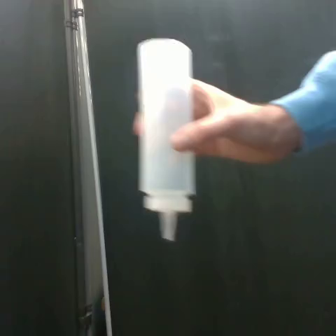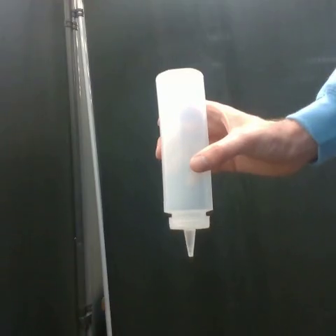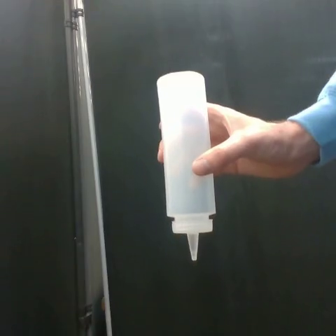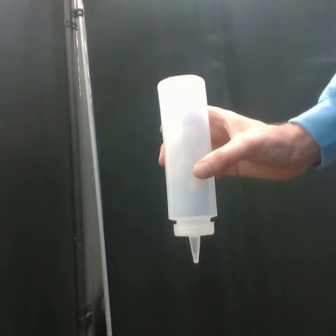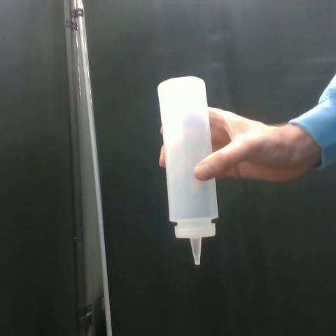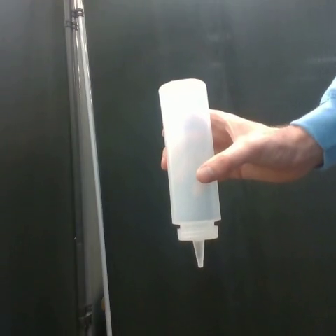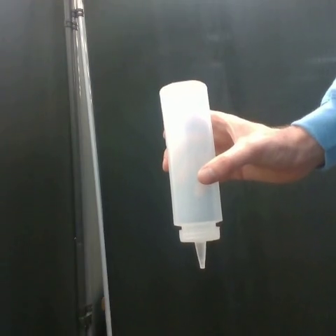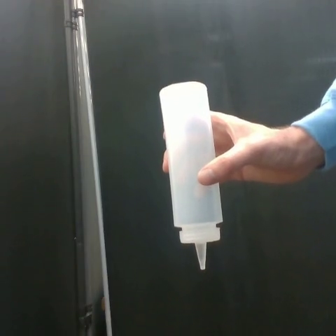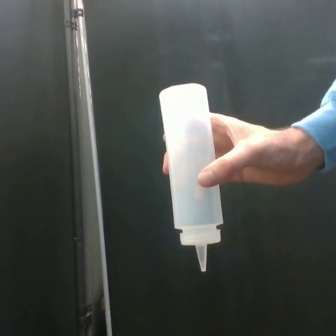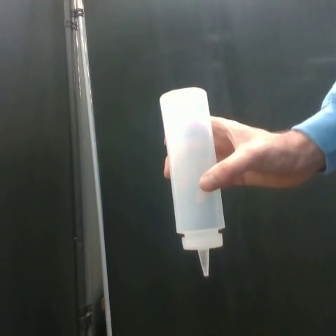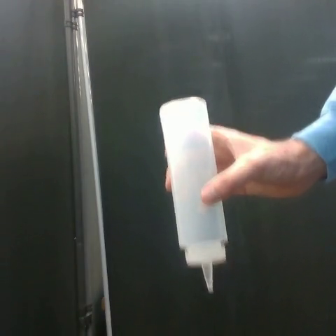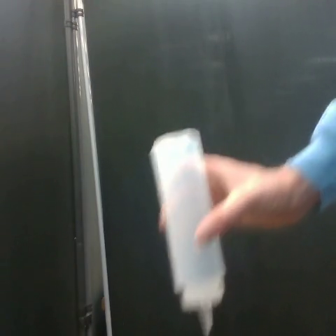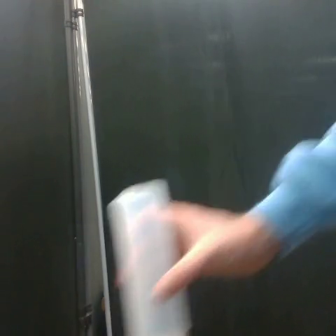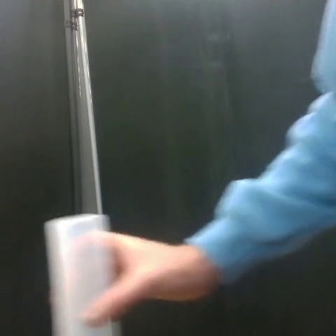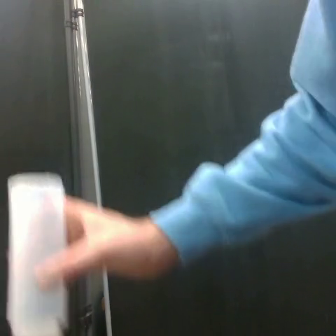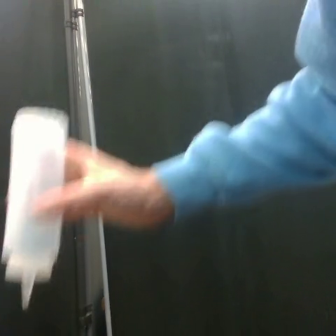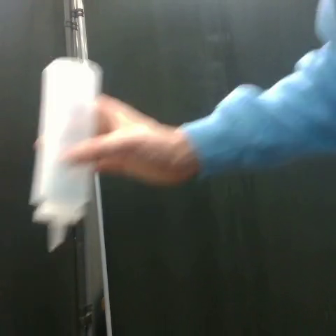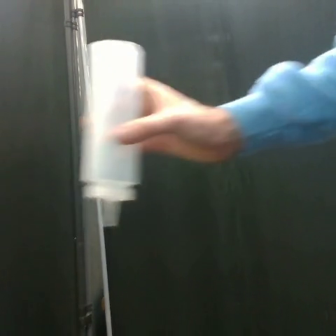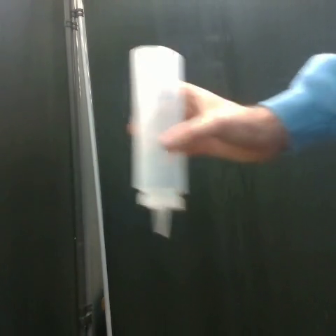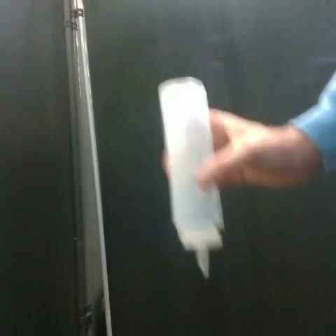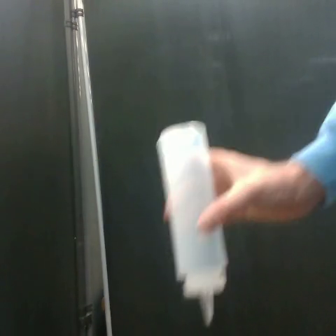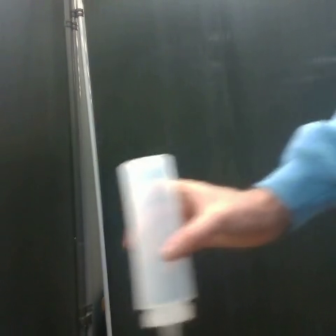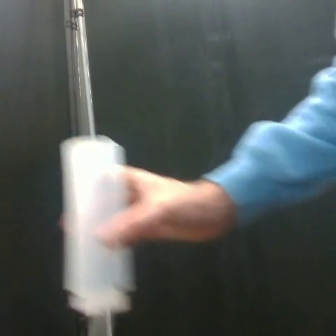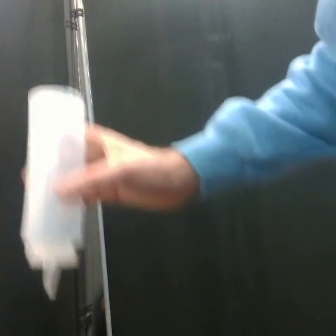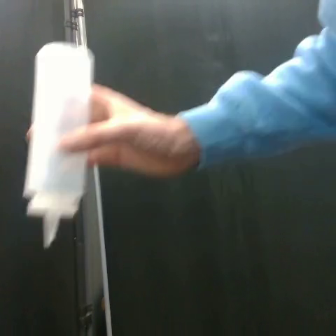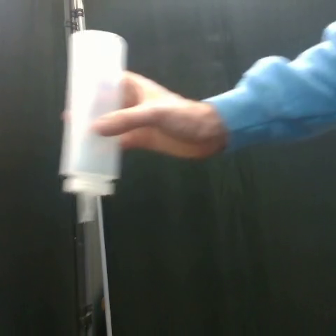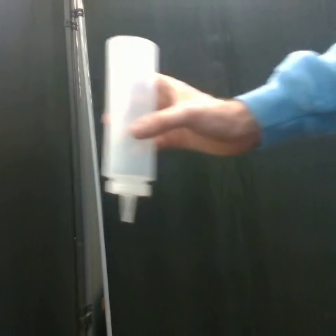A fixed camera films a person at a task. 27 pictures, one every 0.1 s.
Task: shake the condiment dispenser.
Motion: make 2 circular motions clockwise.
0.0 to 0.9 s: The hand goes downward and to the right.
0.9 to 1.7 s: The hand goes to the left and downward, then upward and to the right.
1.7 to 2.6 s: The hand goes downward and to the right, then upward and to the left, on a clockwise arc.
In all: It circles clockwise, turning through about 720 degrees.
